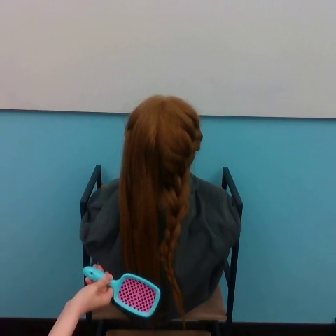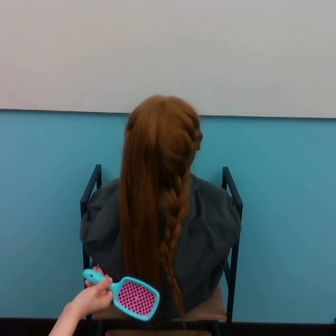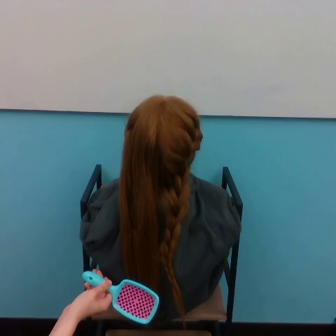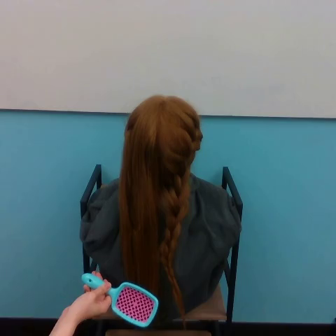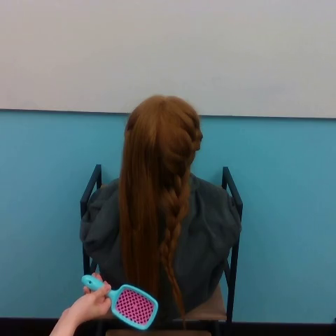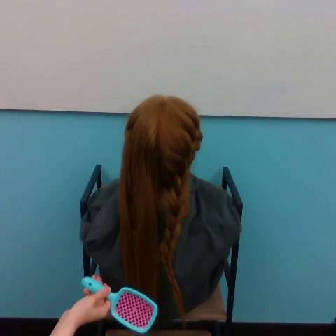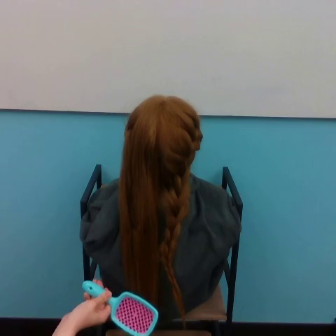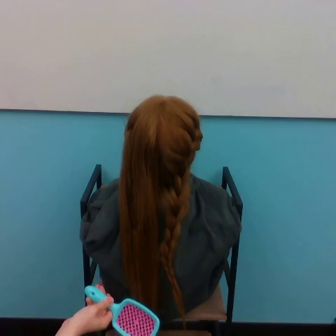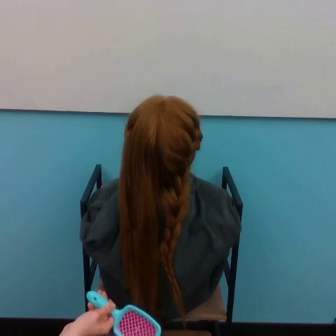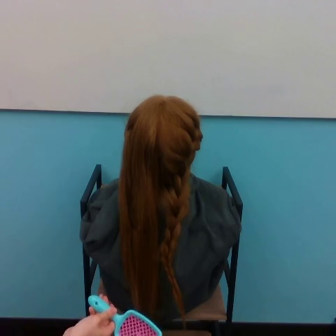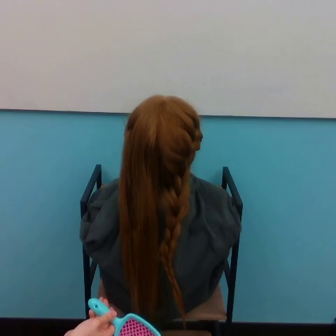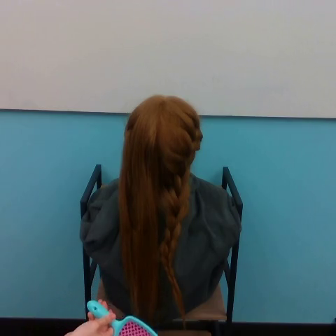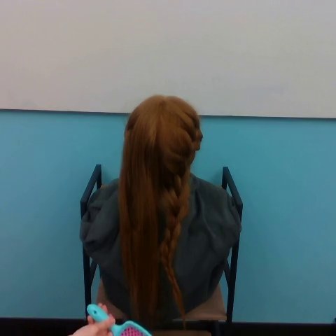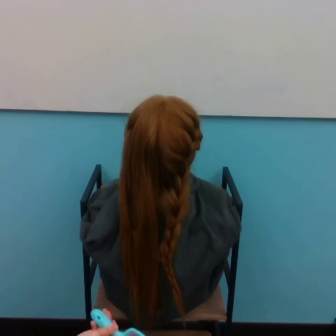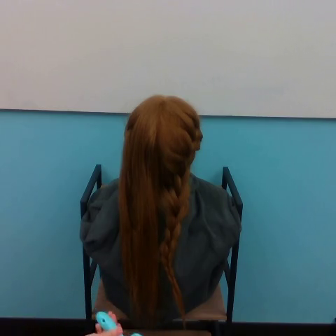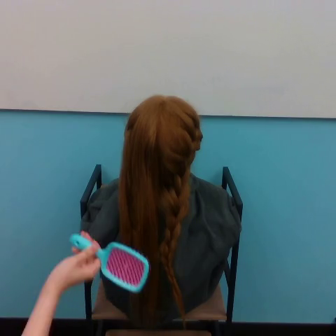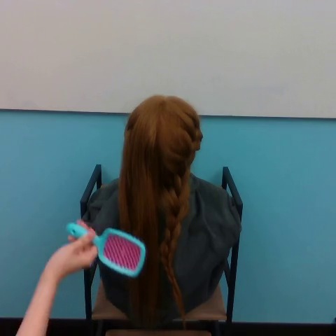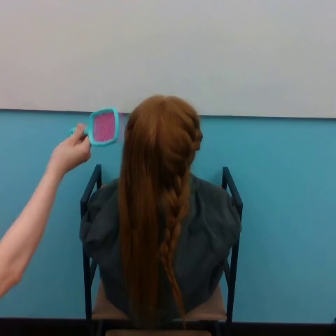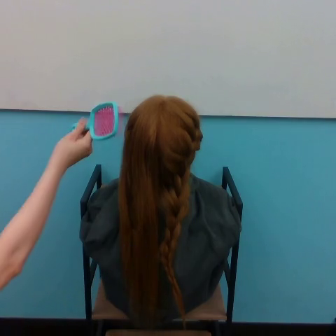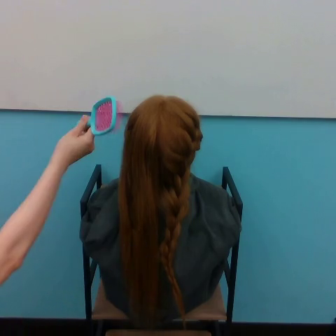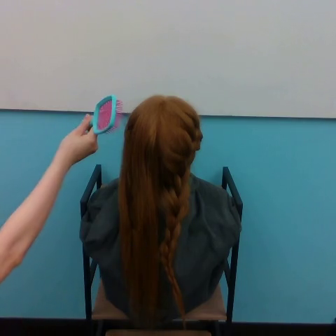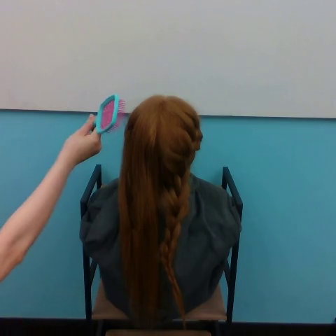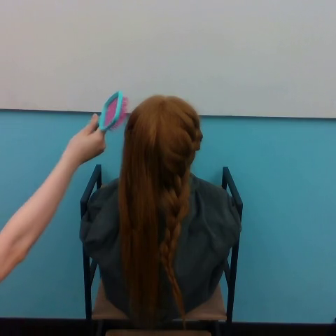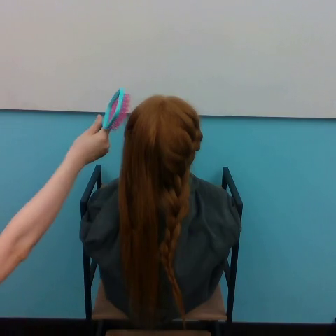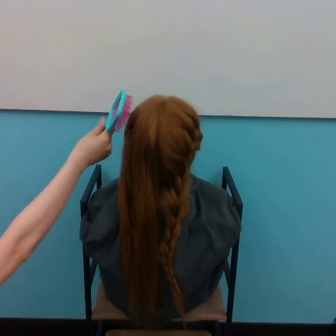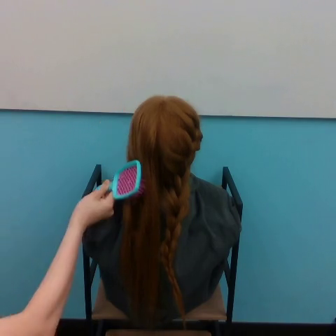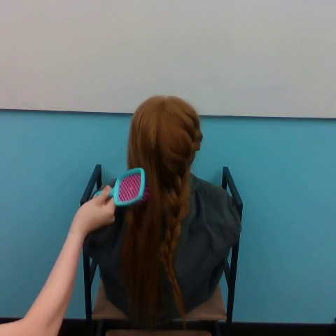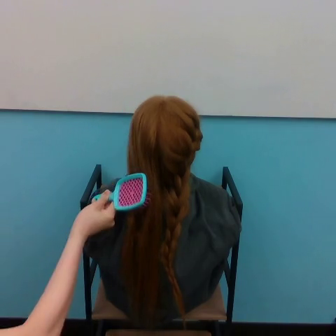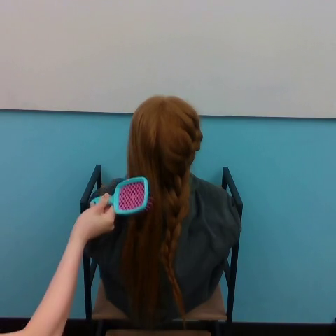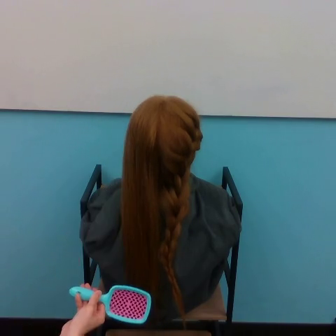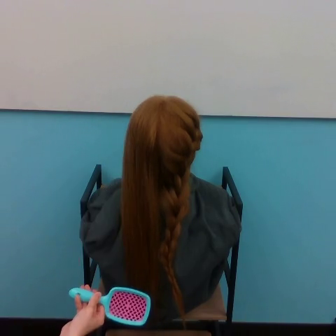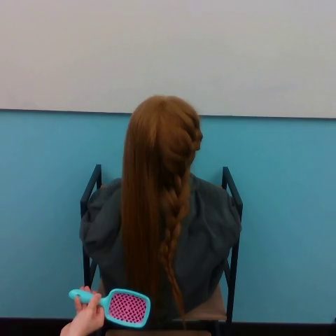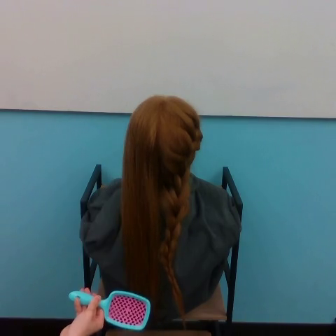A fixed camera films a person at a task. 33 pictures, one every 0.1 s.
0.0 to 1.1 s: The hand goes downward.
1.1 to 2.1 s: The hand goes upward.
2.1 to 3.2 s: The hand goes downward.
Task: brush hair.
